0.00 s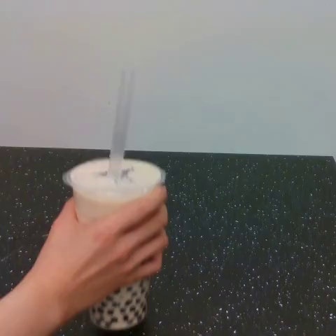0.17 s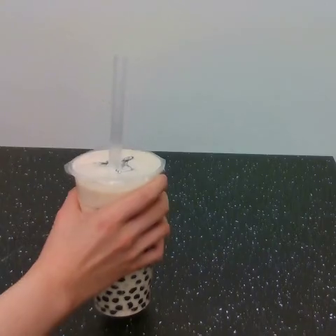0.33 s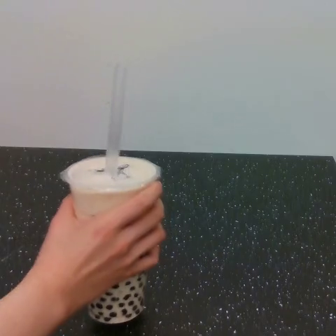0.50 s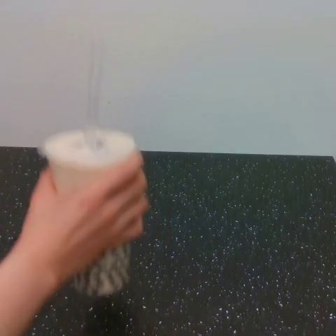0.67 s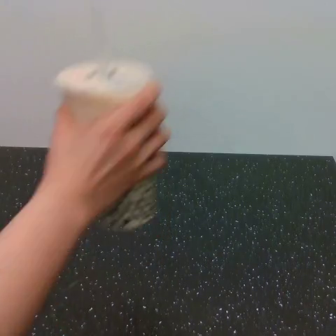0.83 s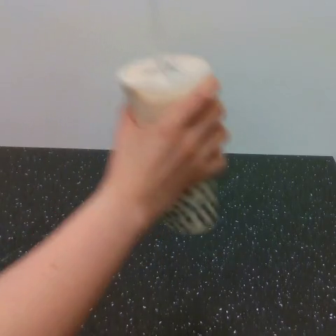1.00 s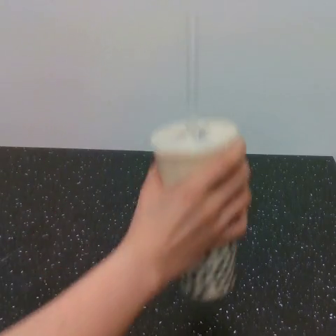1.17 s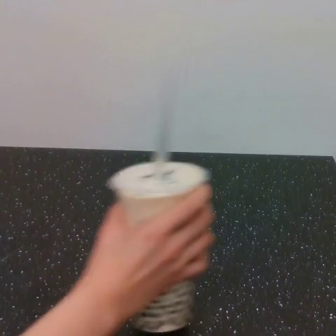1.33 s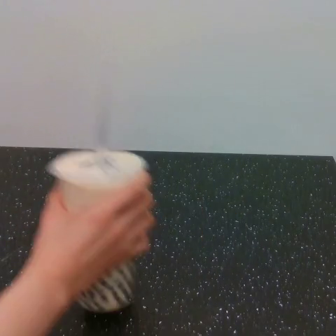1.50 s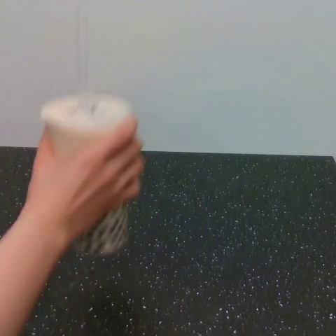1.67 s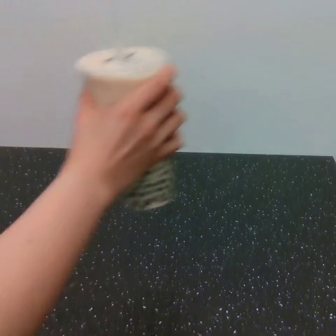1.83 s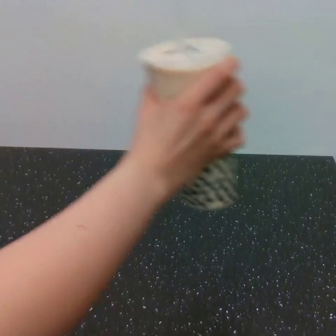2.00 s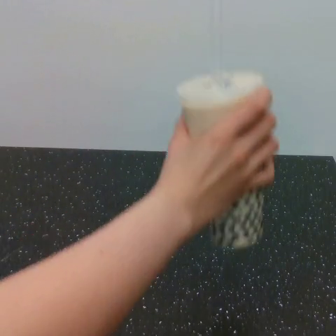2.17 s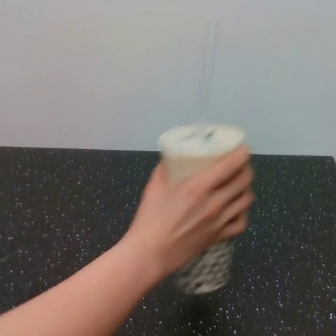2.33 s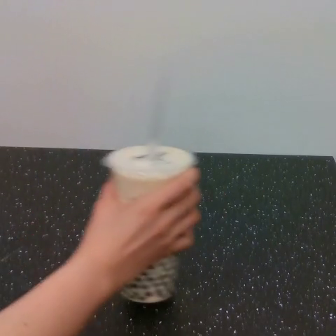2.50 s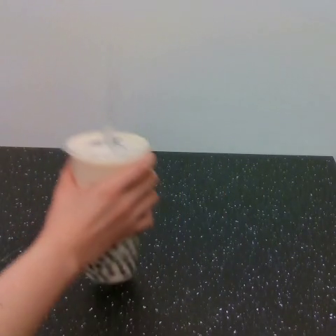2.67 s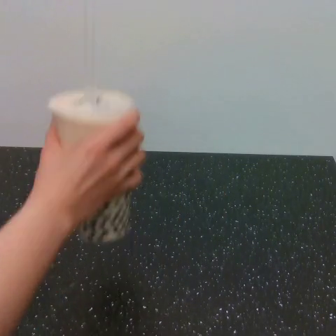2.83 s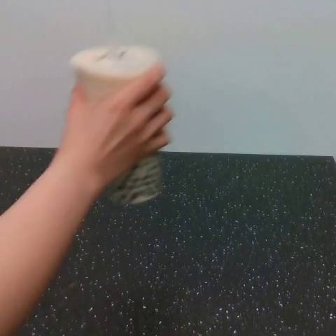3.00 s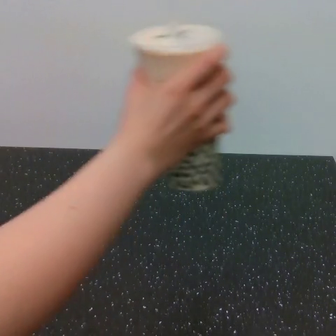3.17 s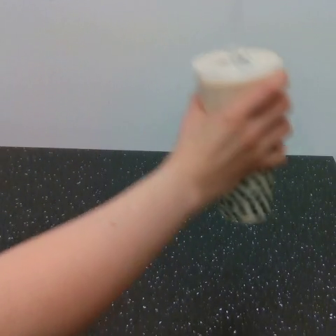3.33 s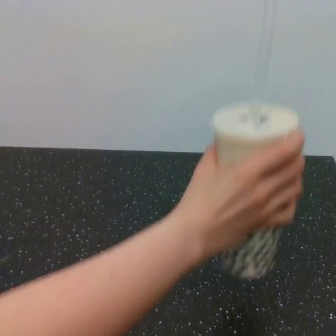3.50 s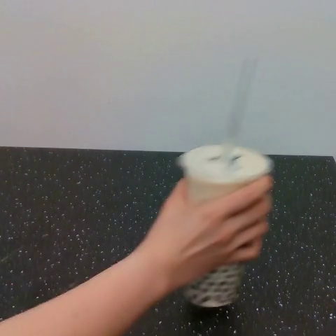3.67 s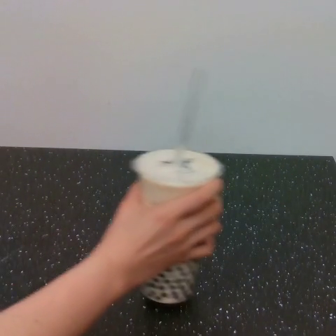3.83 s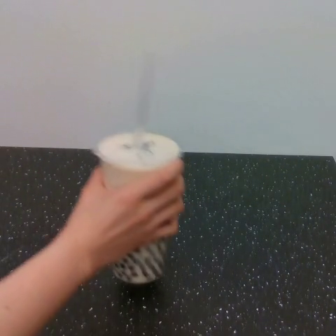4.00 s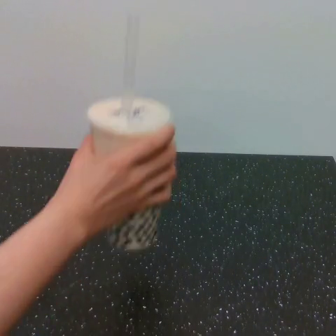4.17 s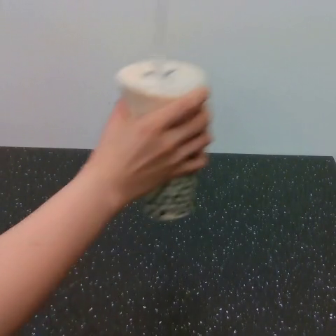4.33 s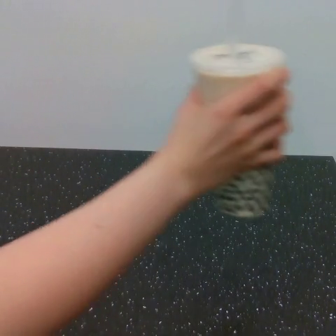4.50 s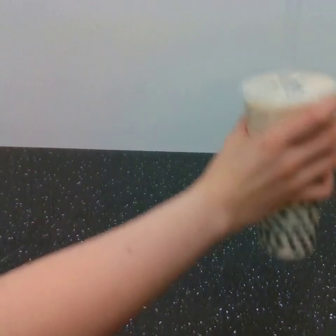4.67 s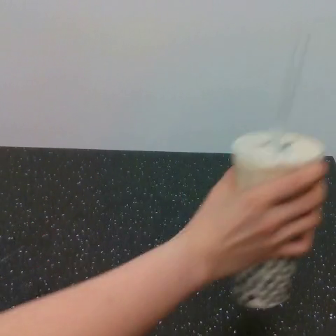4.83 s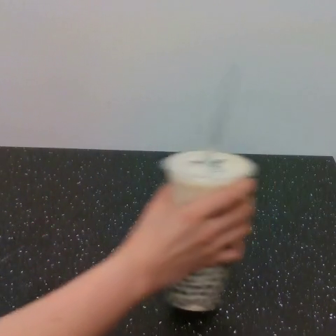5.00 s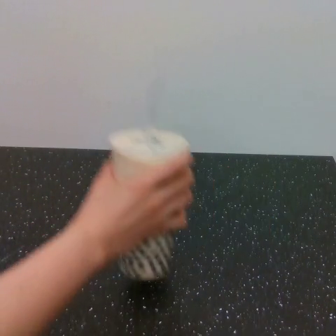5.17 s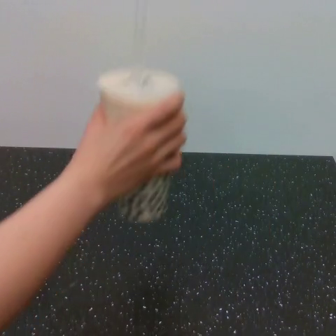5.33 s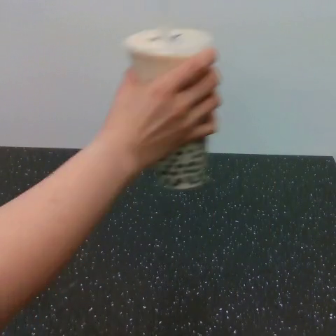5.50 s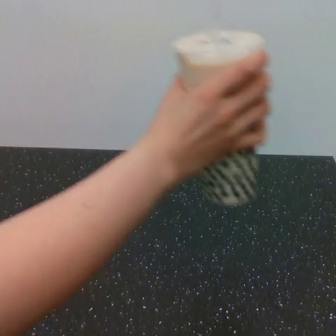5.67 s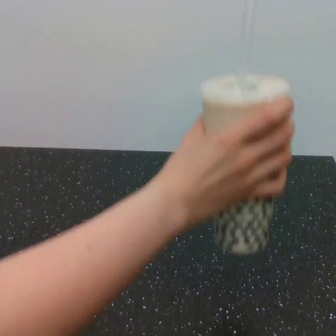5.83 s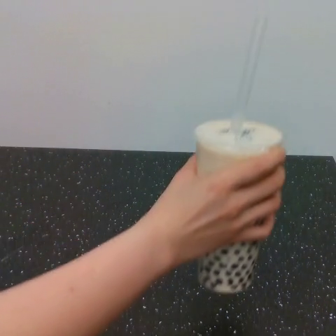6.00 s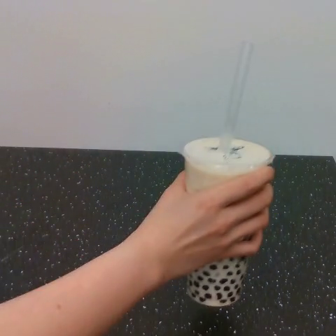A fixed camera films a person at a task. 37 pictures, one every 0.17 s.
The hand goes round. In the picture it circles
clockwise.
0.00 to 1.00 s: The hand goes upward and to the right, then downward.
1.00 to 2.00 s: The hand goes to the left and upward, then to the right, on a clockwise arc.
2.00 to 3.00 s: The hand goes to the left, then to the right and upward, on a clockwise arc.
3.00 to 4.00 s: The hand goes downward, then to the left and upward, on a clockwise arc.
4.00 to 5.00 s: The hand goes to the right, then to the left, on a clockwise arc.
5.00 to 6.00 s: The hand goes upward and to the right, then downward, on a clockwise arc.
In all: It circles clockwise, turning through about 1710 degrees.
Task: shake the boba.
Motion: make 5 circular motions clockwise.
